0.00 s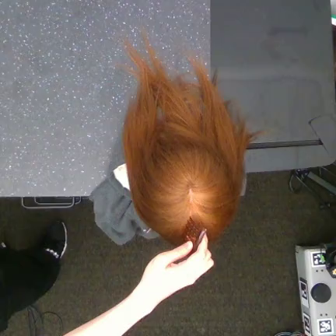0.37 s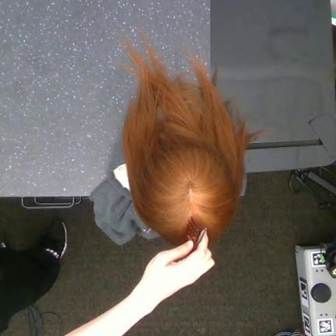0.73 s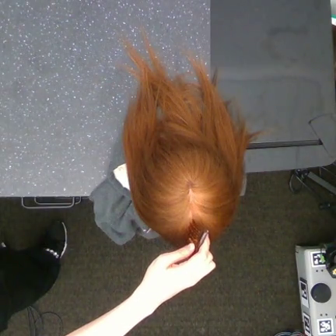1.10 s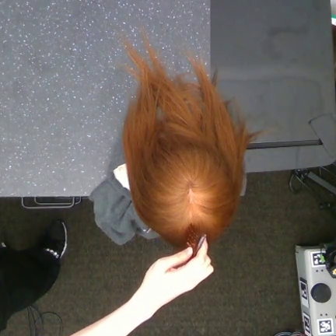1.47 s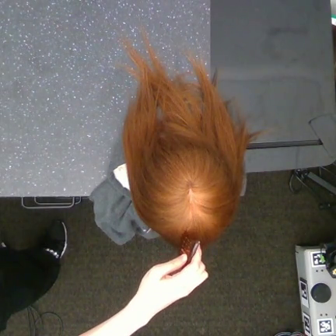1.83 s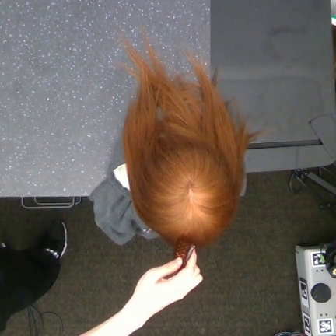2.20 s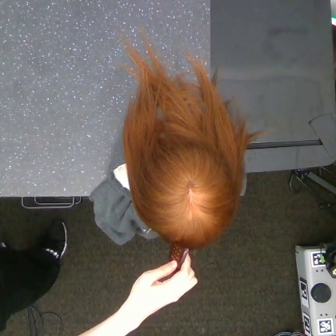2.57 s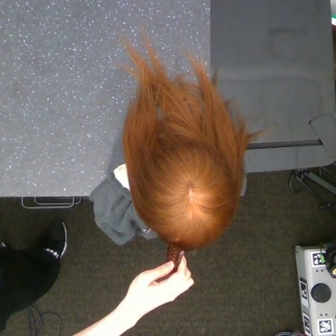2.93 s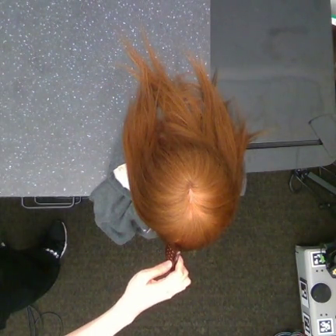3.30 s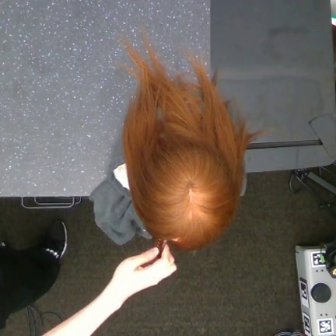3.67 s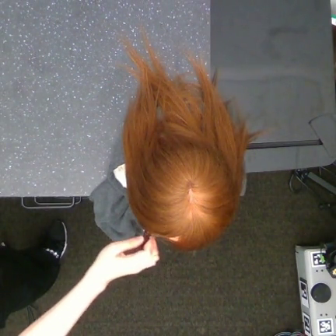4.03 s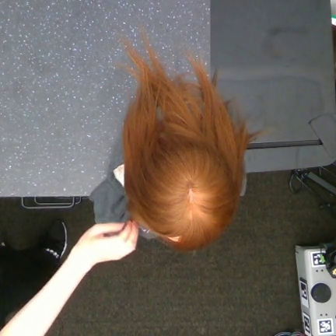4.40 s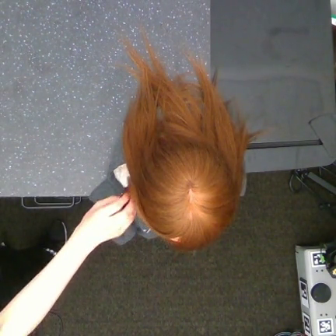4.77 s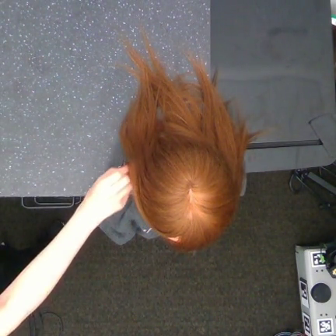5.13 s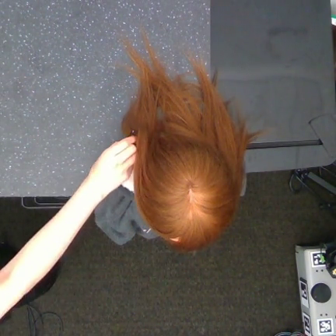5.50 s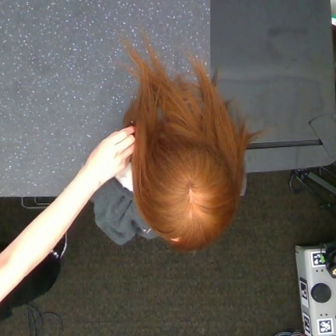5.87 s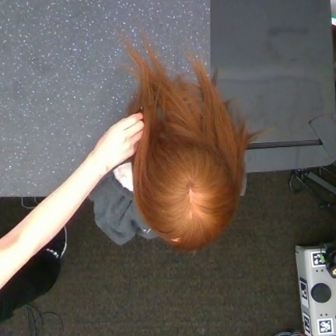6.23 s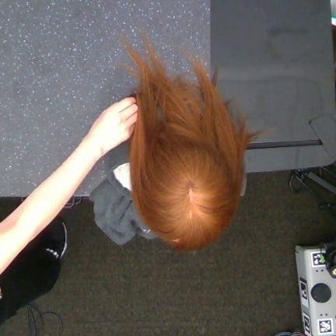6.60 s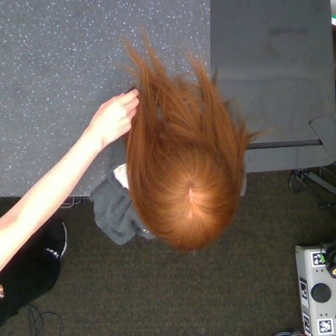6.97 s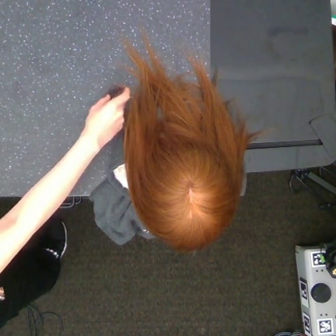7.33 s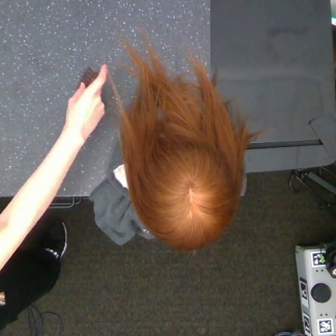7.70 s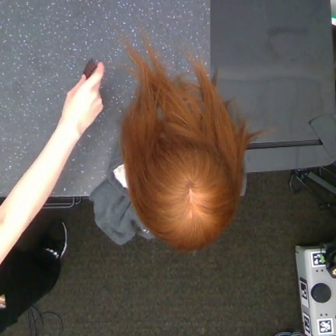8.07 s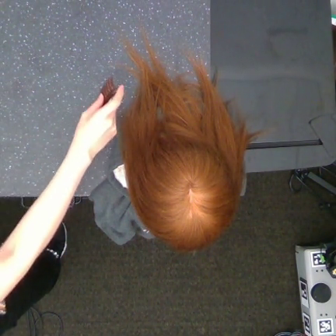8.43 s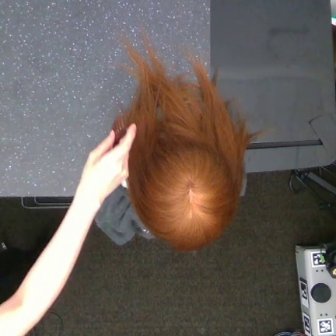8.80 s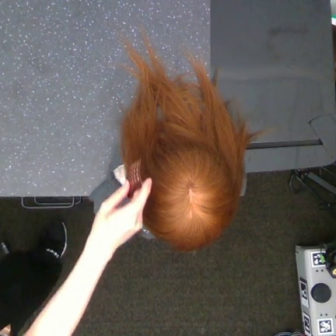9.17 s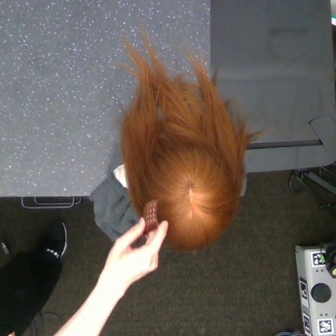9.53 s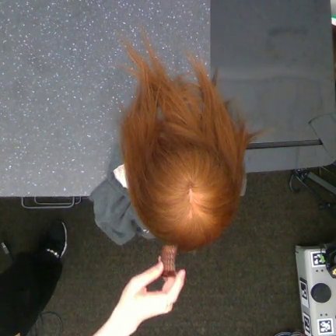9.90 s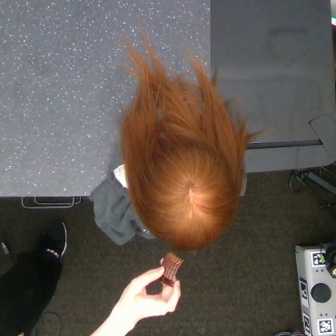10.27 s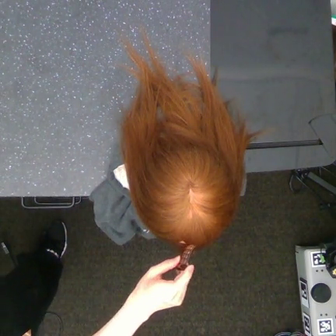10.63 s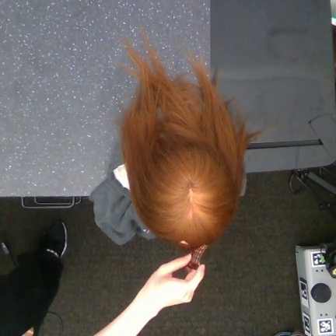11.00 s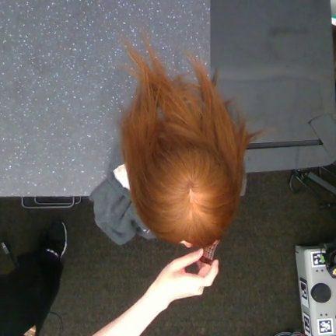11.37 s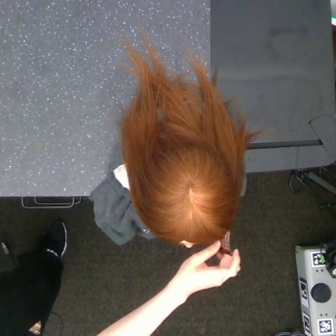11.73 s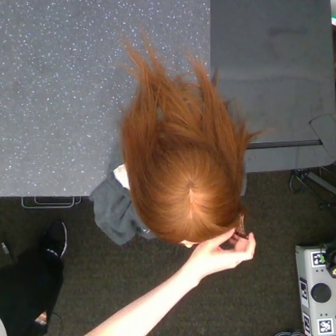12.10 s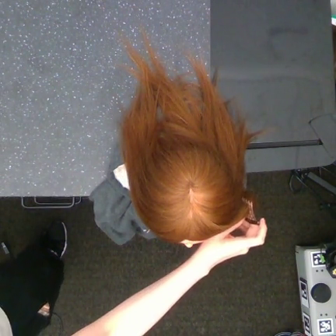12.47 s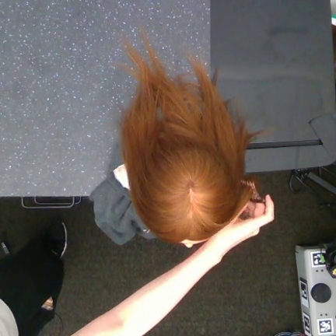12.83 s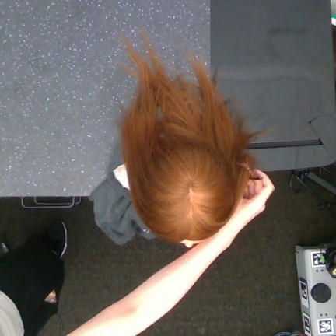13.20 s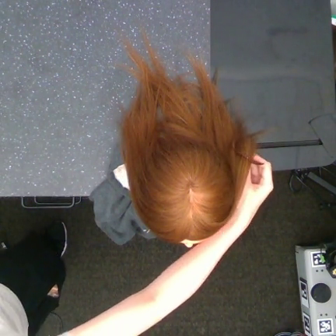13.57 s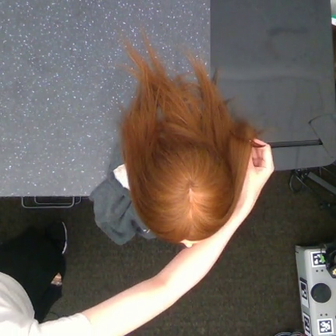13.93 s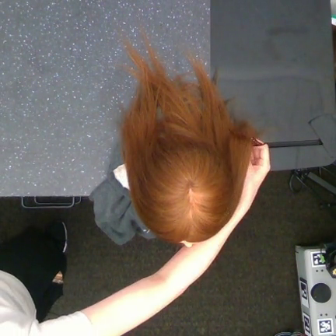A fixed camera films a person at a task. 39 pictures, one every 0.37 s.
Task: tidy front hair.
Motion: move upward and to the left, move downward and to the right in a straight line, then move upward and to the right following a convex curve.
0.00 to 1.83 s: The hand goes downward, on a clockwise arc.
1.83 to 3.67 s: The hand goes to the left and upward.
3.67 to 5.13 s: The hand goes upward.
5.13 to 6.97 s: The hand goes upward.
6.97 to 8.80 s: The hand goes downward.
8.80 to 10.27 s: The hand goes downward, then upward, on a clockwise arc.
10.27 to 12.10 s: The hand goes to the right and upward.
12.10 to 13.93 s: The hand goes upward.
